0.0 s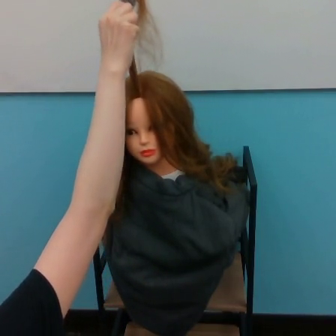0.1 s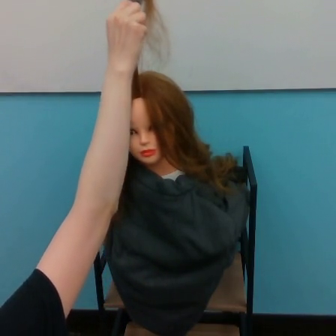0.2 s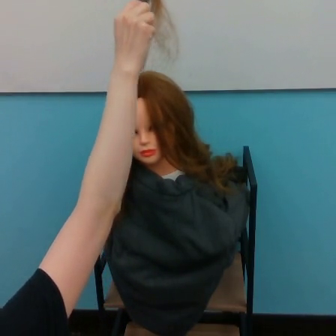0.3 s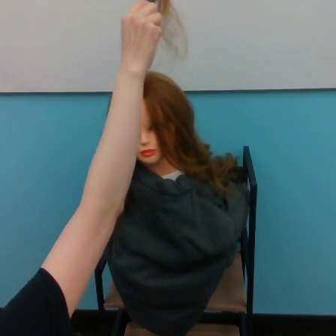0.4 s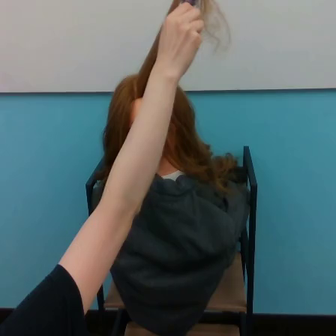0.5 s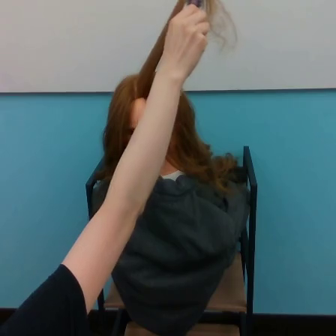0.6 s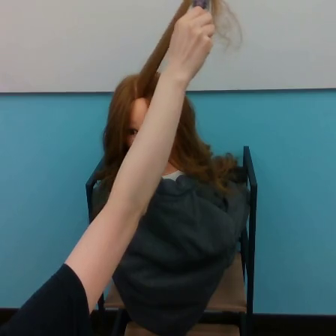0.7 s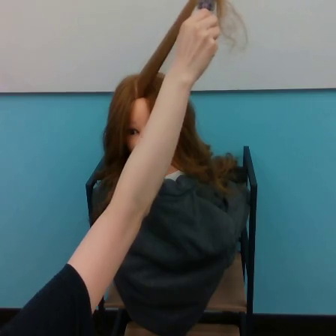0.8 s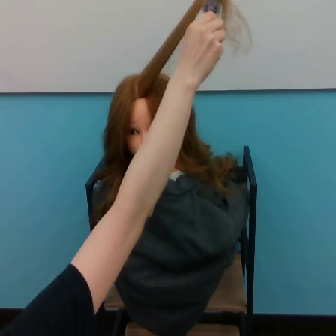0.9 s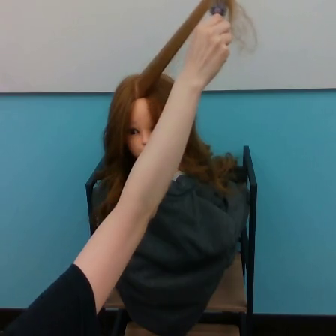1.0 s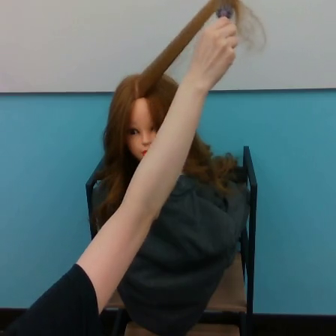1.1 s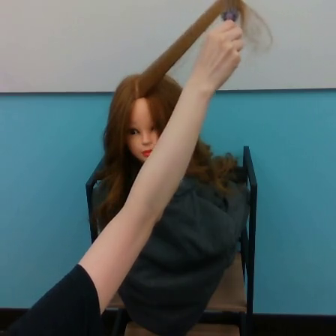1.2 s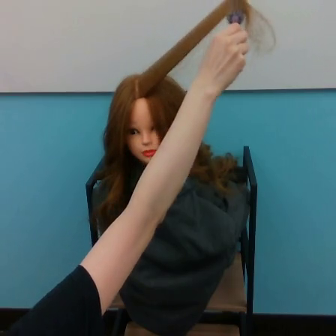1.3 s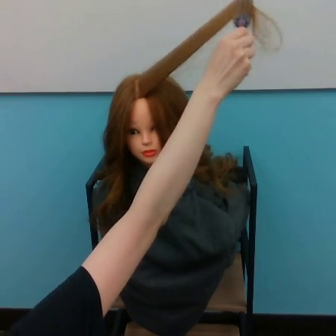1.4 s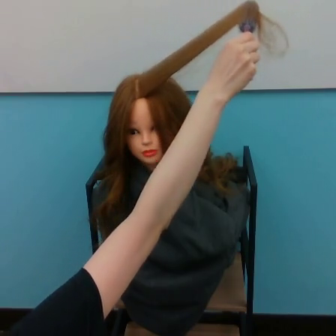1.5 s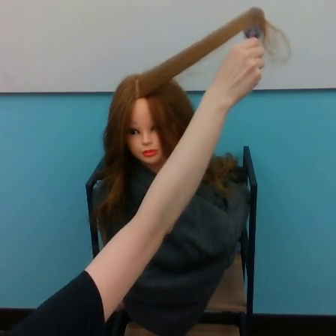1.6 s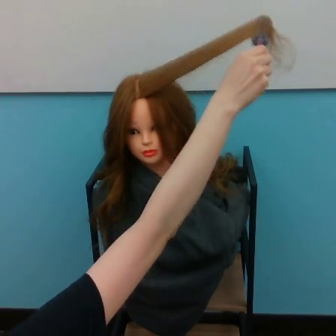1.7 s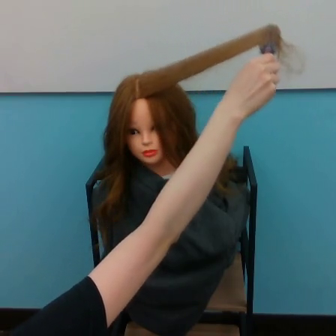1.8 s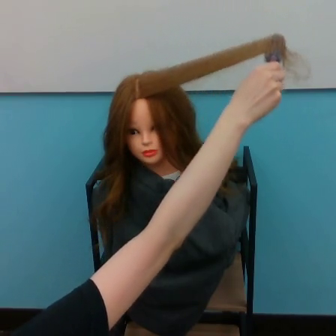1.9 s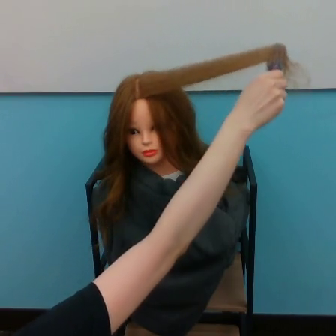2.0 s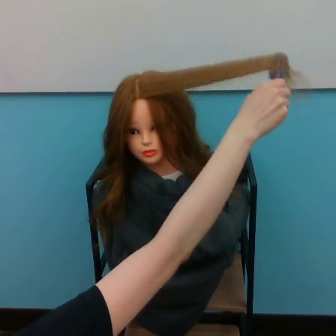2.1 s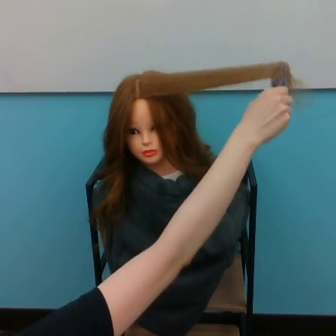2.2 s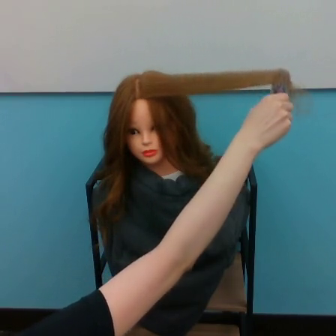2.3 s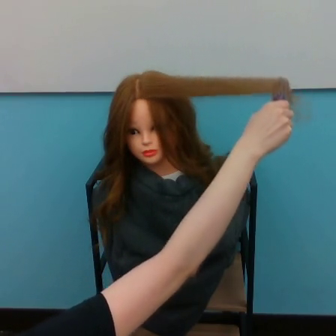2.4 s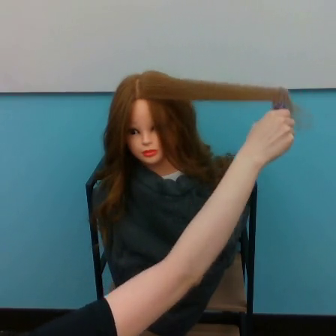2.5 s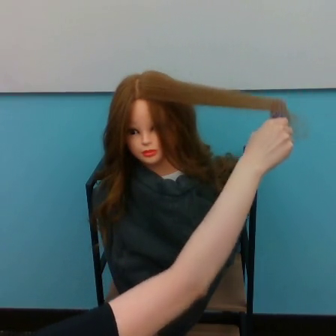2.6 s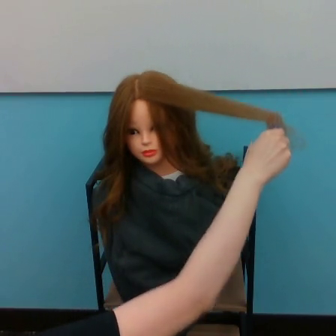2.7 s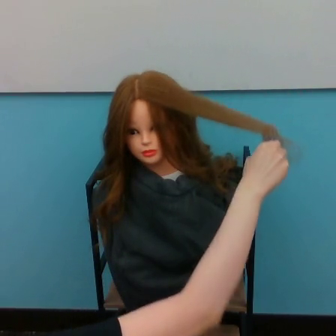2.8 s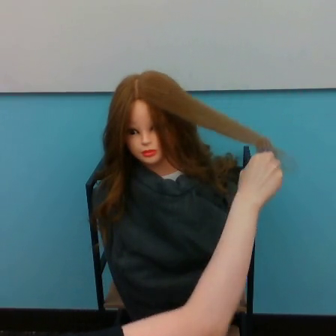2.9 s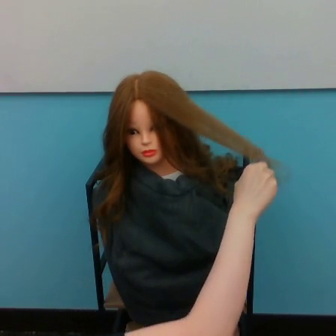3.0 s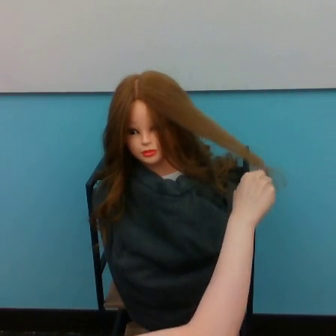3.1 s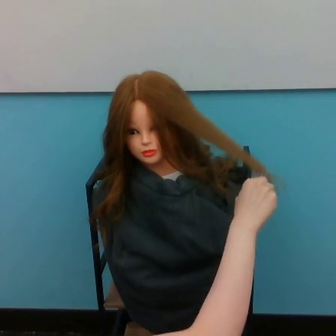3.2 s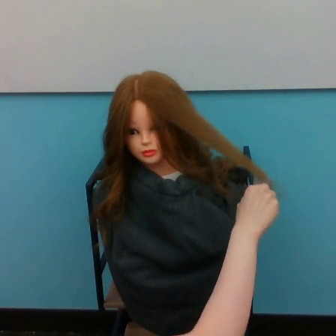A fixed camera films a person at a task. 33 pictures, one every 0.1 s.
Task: volume hair.
0.0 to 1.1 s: The hand goes to the right.
1.1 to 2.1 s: The hand goes downward and to the right.
2.1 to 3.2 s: The hand goes downward.
